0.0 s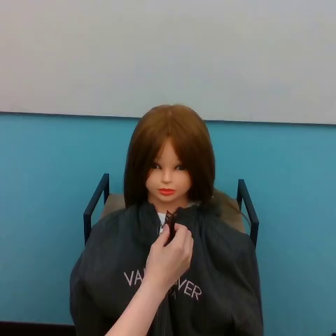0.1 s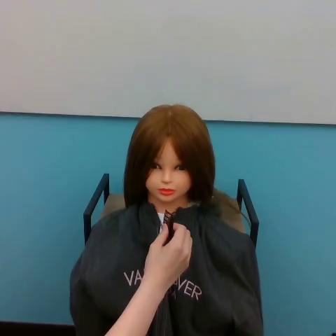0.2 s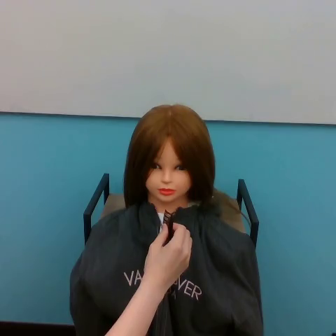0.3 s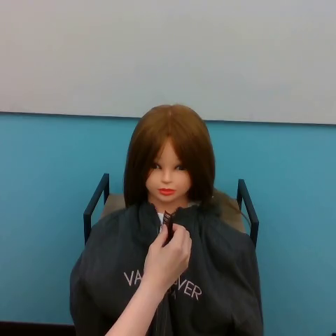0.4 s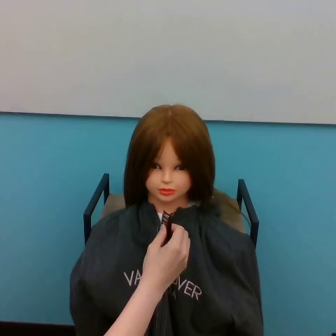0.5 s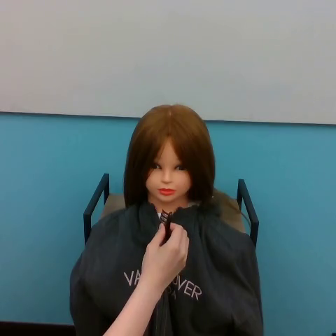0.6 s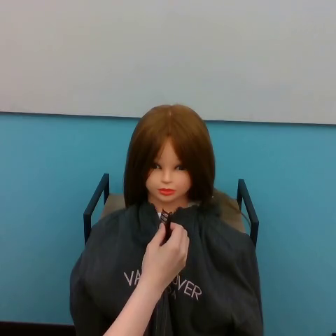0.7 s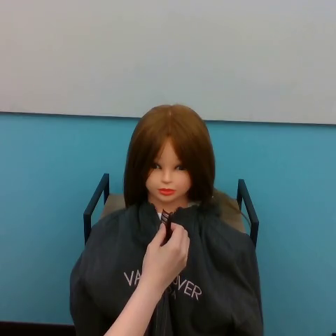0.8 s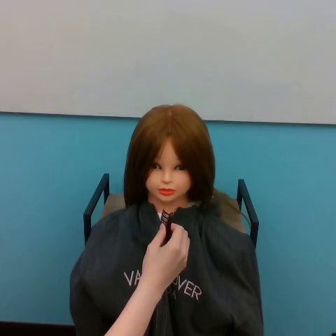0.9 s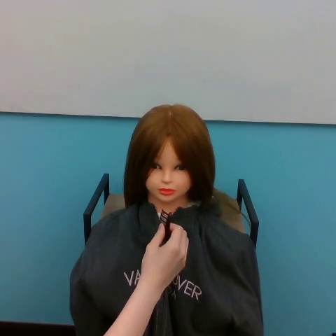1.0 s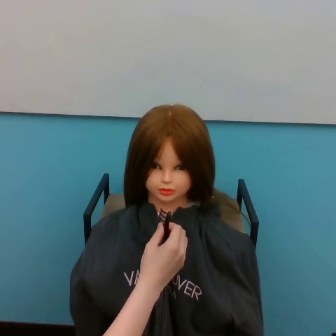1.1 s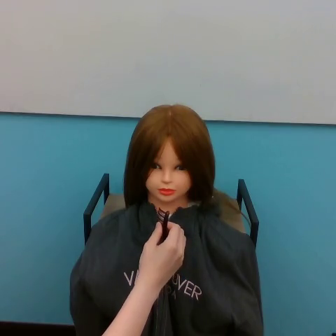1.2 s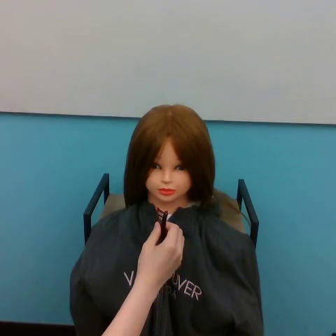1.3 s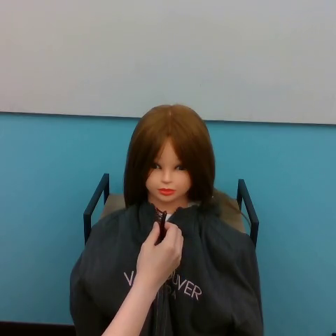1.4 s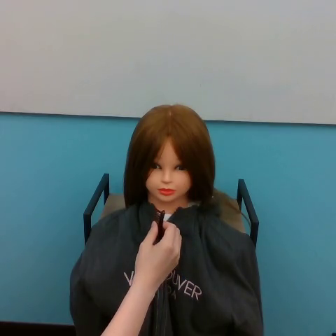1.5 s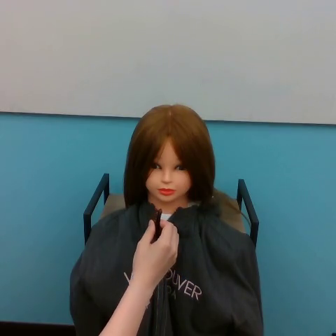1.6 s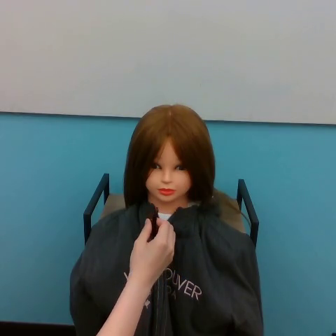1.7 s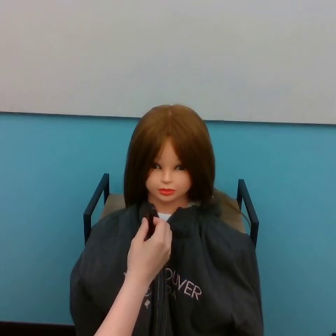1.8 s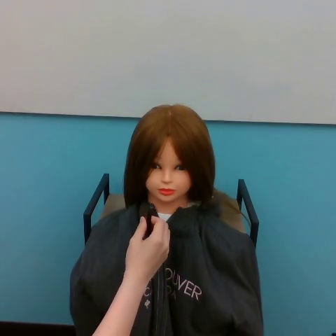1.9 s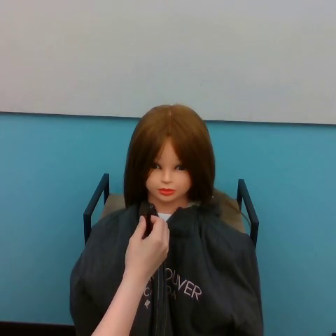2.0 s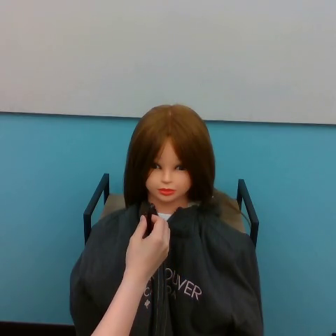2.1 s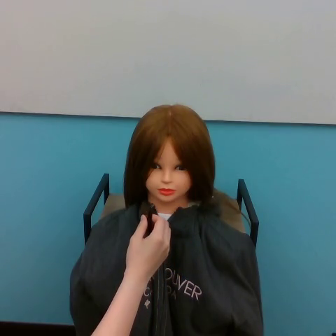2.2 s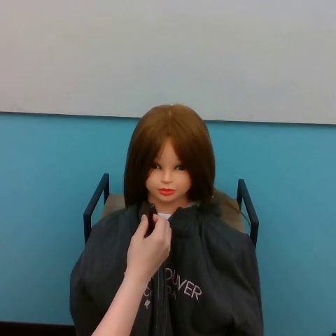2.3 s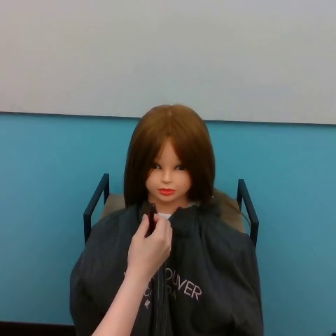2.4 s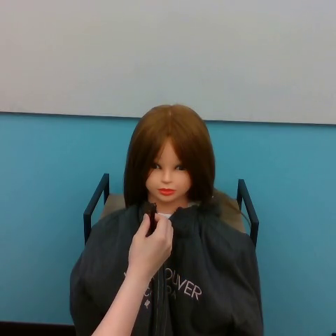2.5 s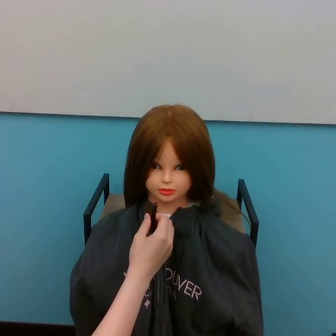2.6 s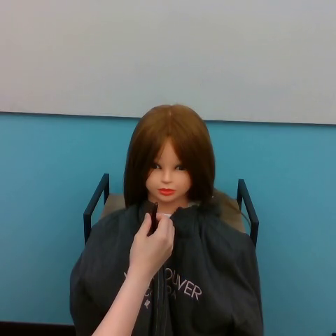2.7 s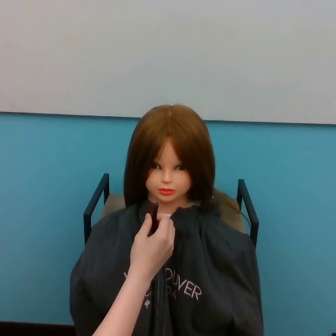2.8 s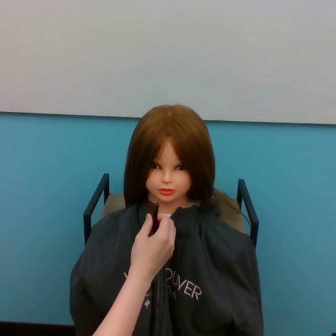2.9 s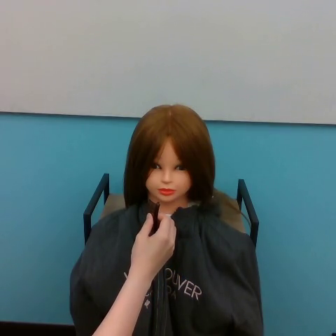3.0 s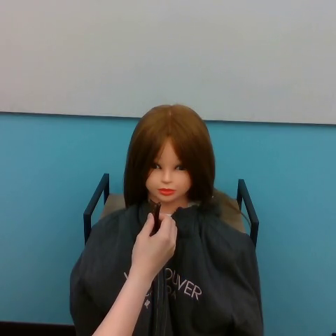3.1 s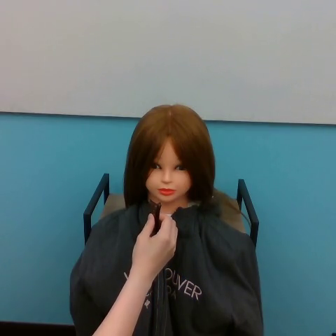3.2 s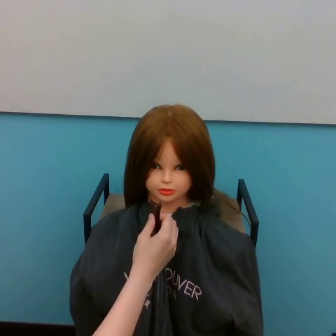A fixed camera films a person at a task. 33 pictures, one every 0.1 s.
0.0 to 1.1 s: The hand moves only a little.
1.1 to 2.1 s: The hand goes to the left.
2.1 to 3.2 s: The hand moves only a little.
Task: part hair.
